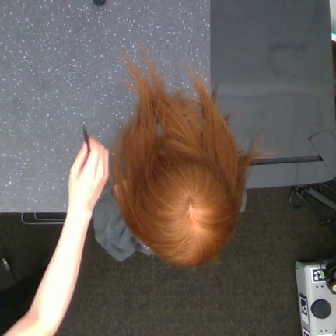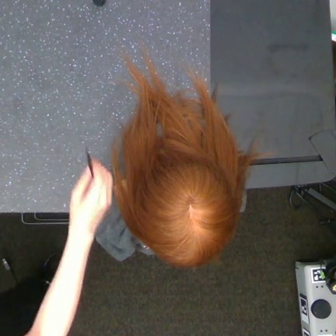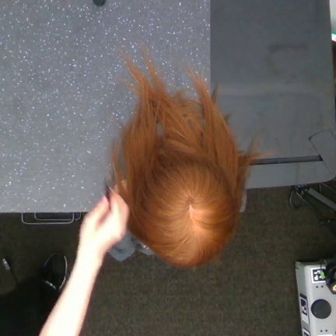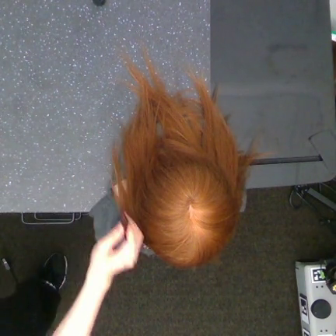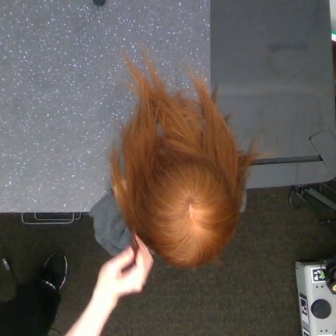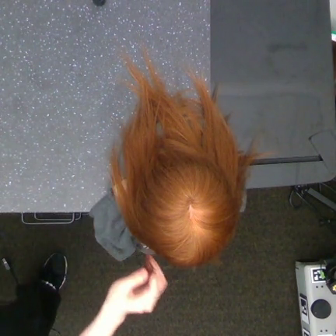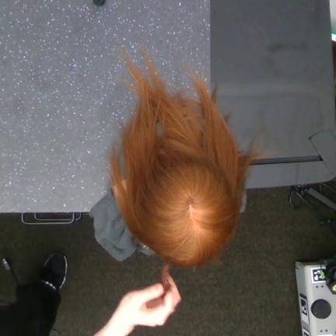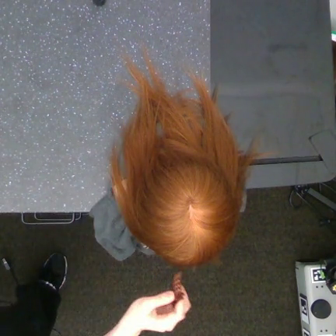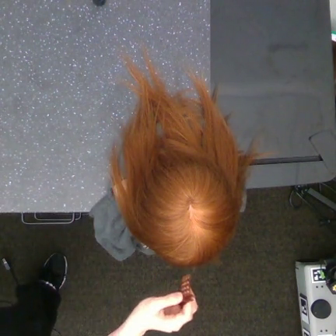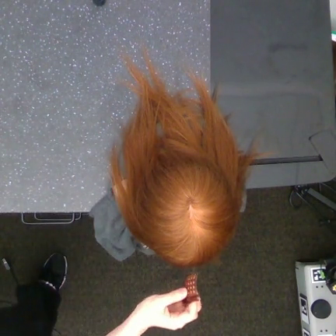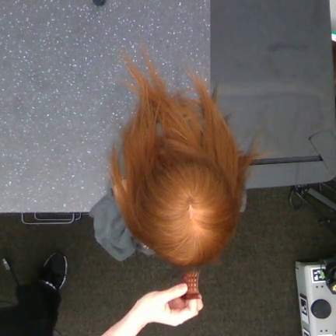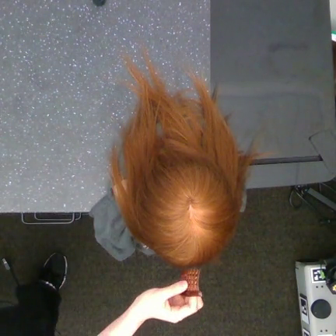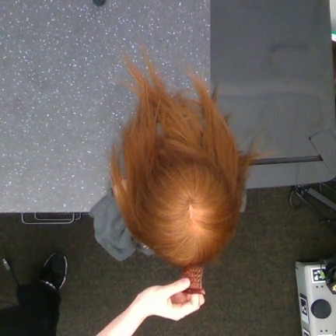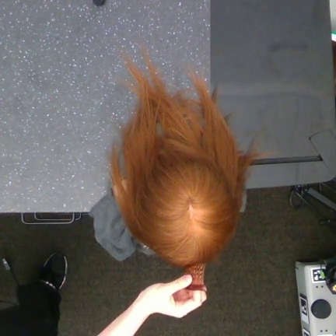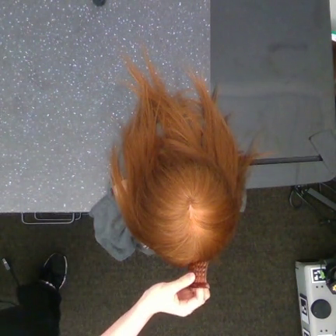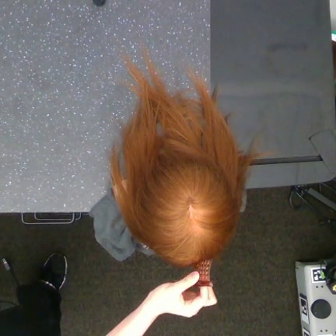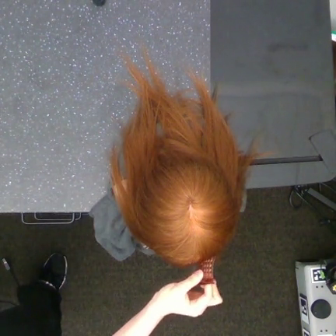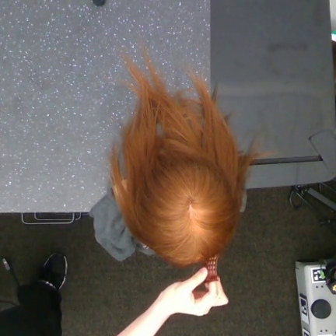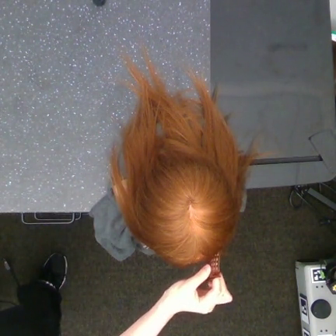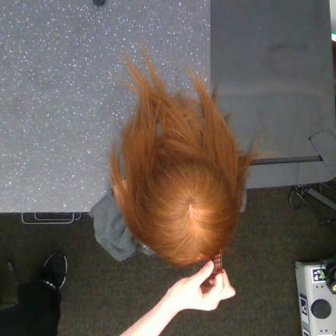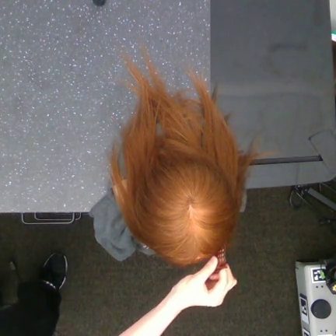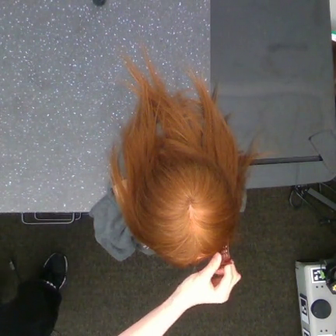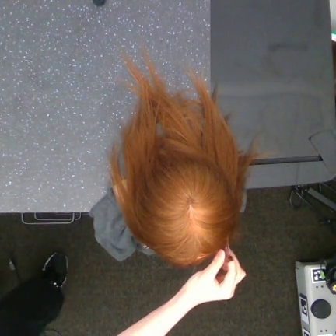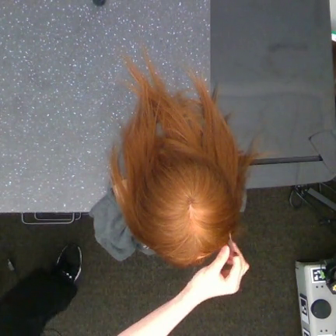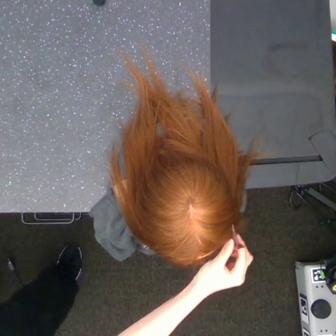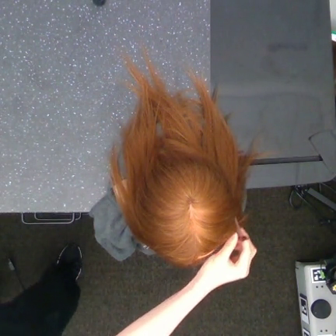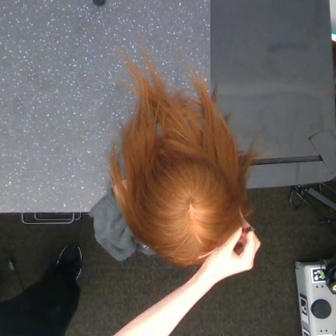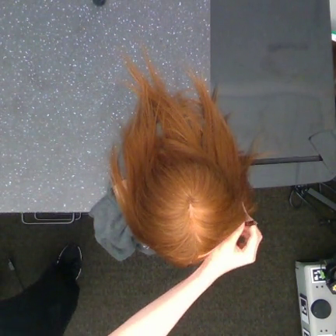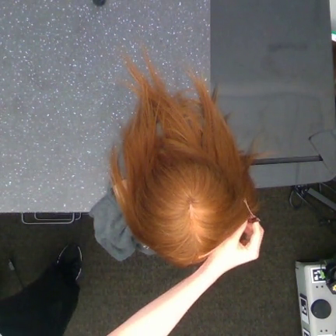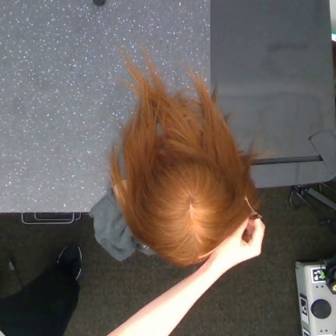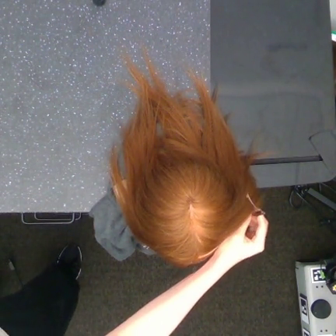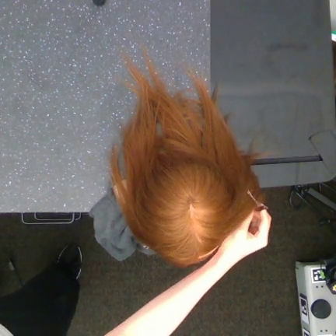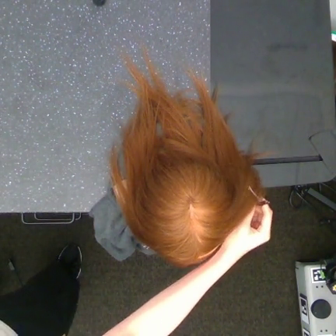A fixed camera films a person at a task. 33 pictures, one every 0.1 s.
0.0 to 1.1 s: The hand goes downward and to the right.
1.1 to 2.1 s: The hand goes to the right and upward.
2.1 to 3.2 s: The hand goes upward and to the right.
Task: tidy front hair.
